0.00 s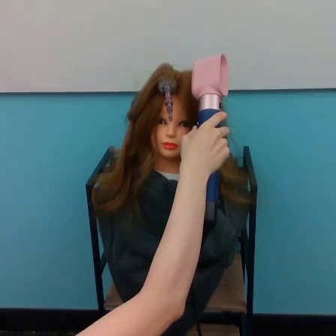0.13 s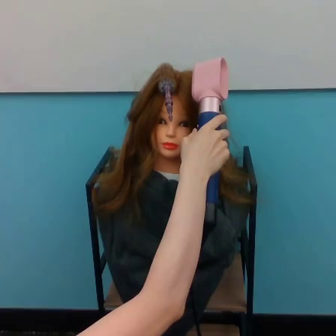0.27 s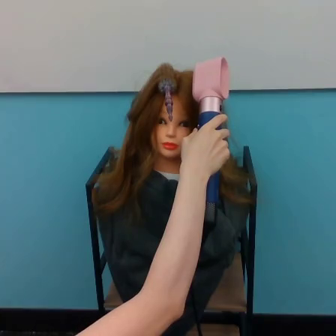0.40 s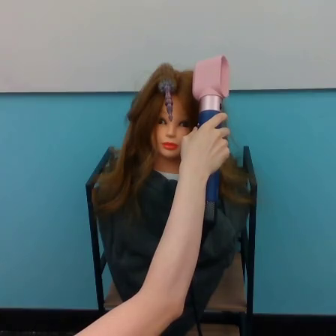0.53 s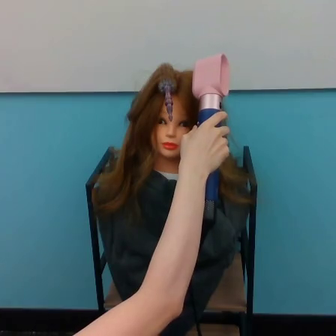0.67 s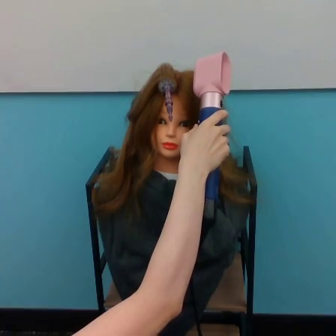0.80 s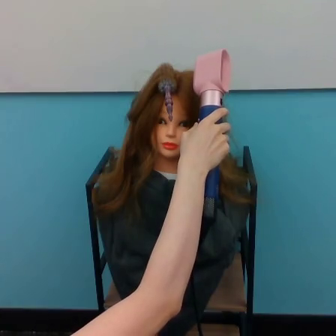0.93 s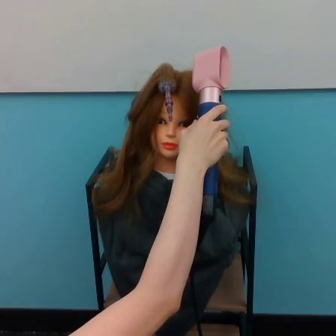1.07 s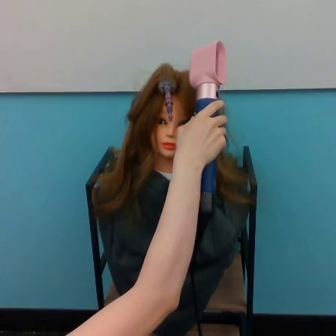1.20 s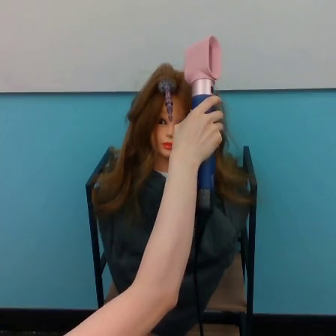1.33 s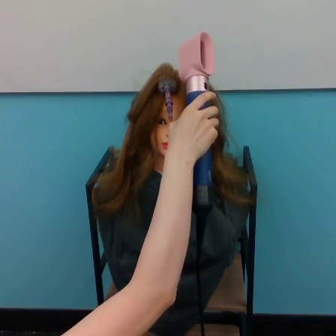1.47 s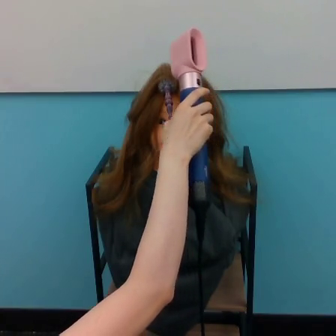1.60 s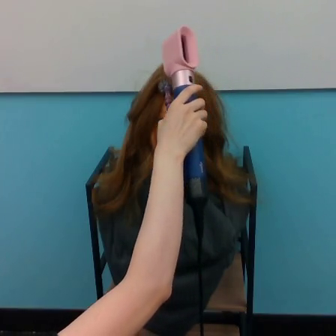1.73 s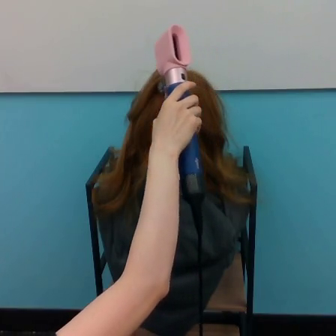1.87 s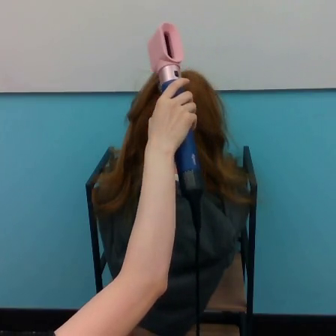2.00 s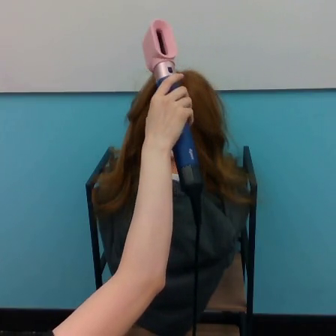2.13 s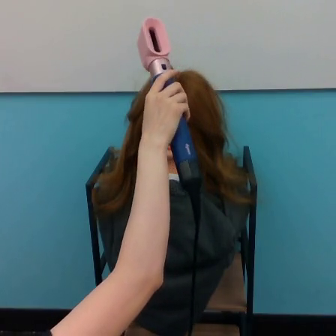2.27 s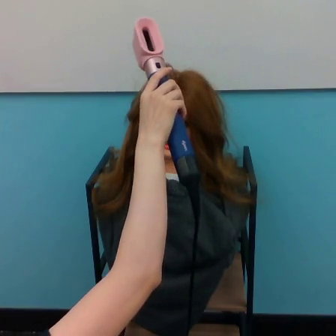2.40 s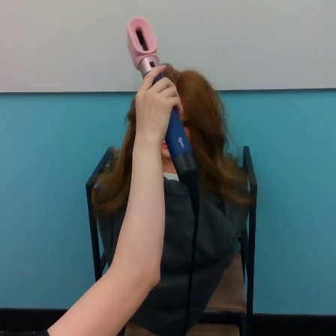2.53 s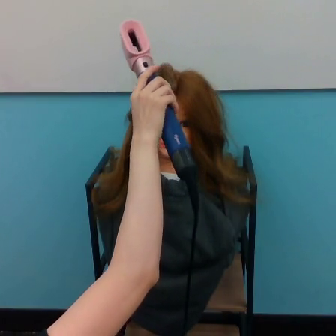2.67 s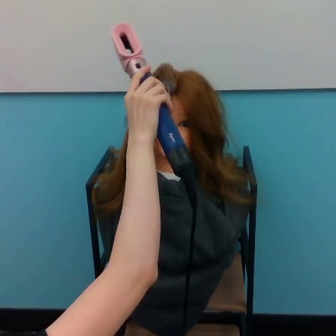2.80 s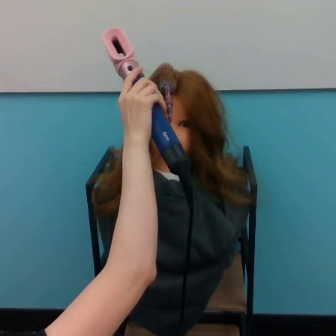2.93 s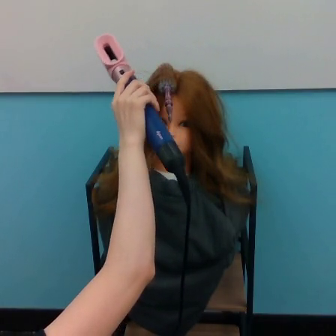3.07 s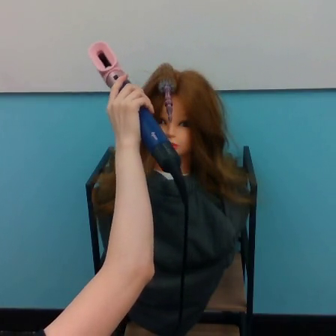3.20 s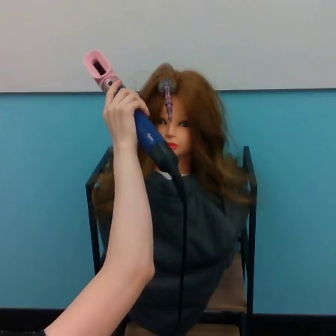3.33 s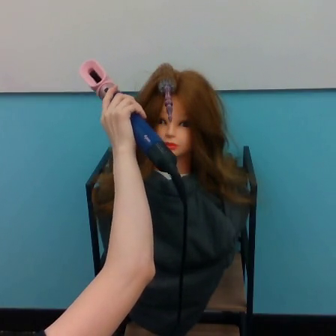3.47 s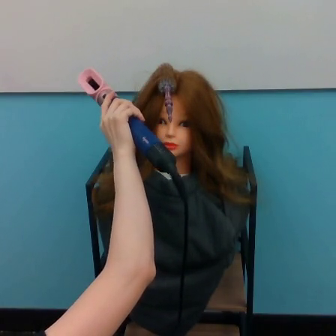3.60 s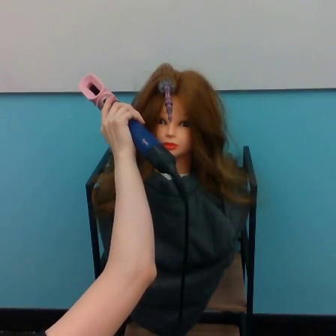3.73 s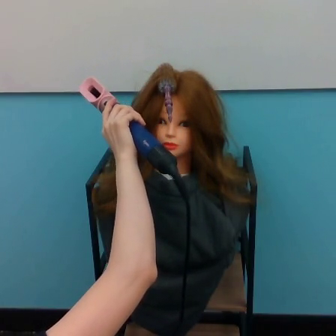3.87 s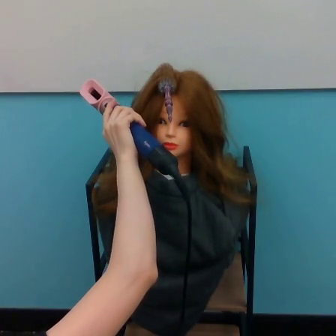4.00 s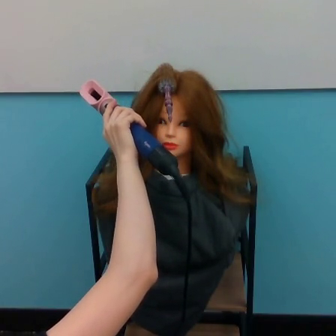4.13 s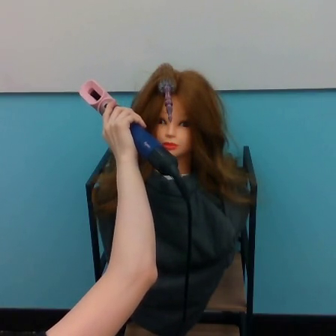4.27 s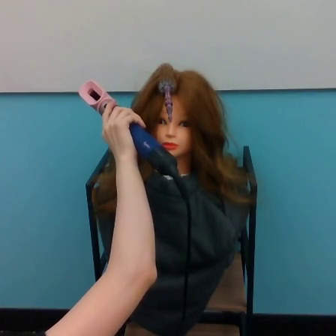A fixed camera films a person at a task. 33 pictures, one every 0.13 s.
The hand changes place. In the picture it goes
to the left.
0.00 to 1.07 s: The hand moves only a little.
1.07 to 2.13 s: The hand goes to the left and upward.
2.13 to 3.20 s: The hand goes to the left.
3.20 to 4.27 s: The hand goes downward.
Task: volume hair.
Motion: move to the left following a concave curve.
